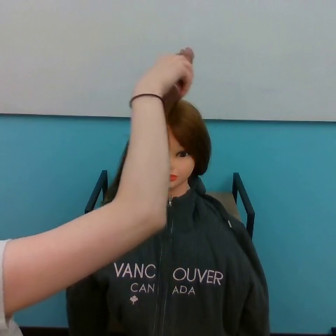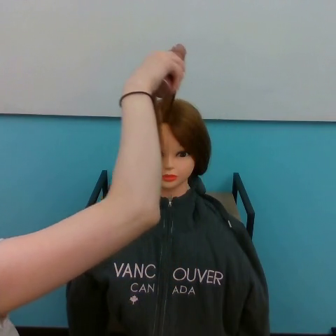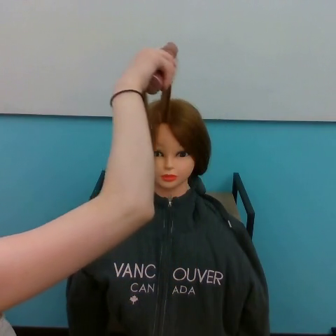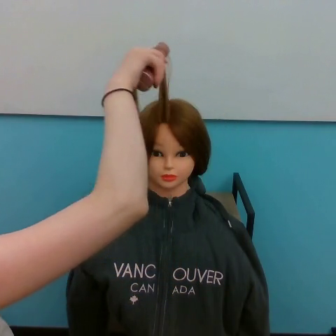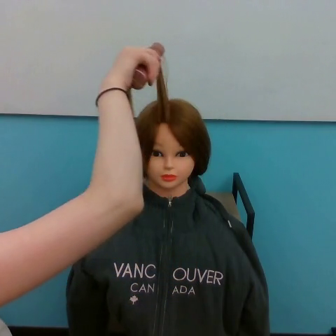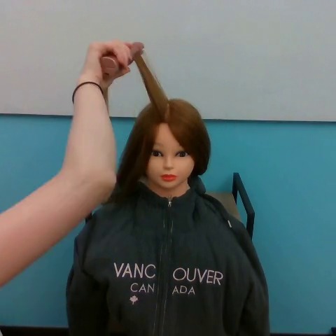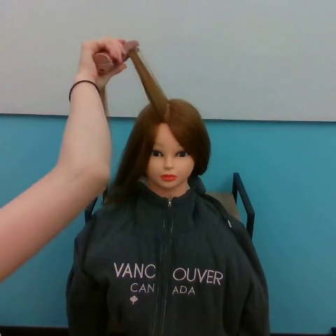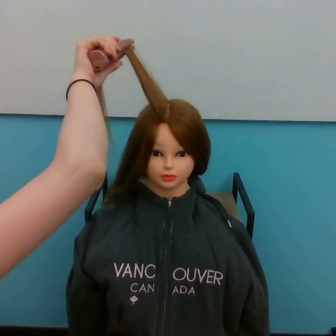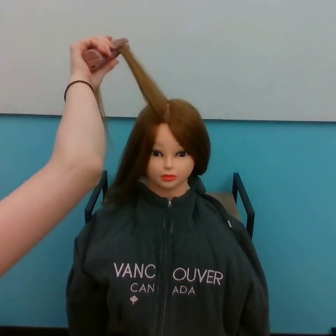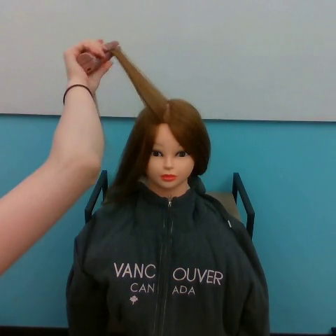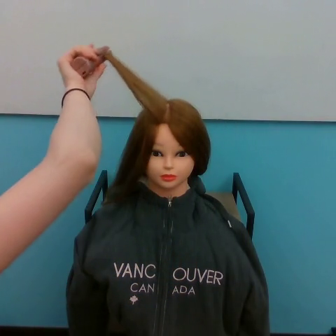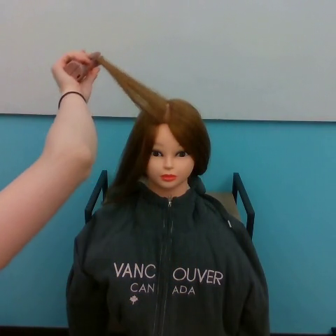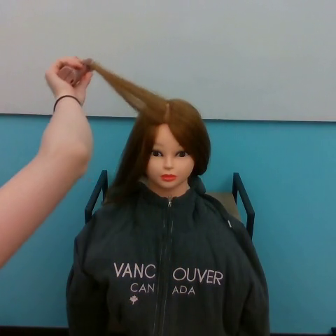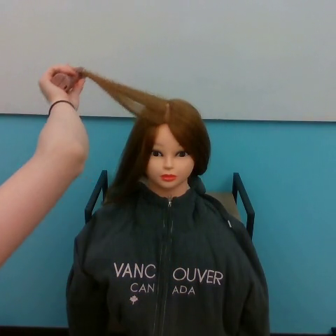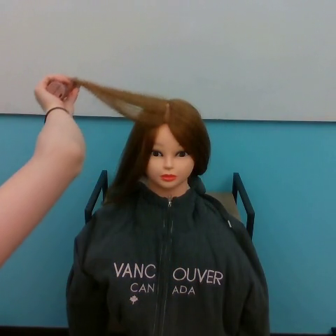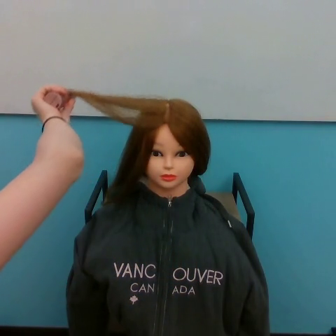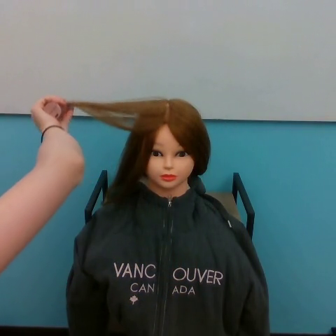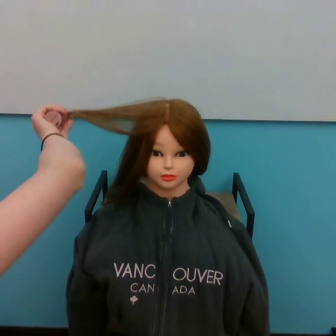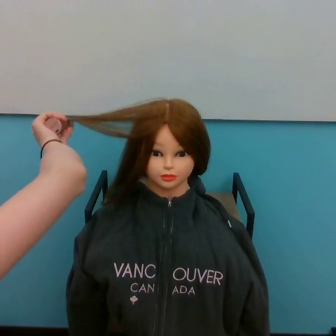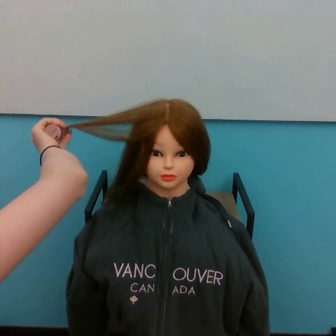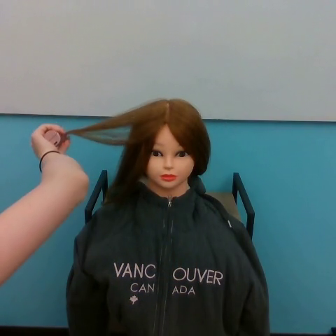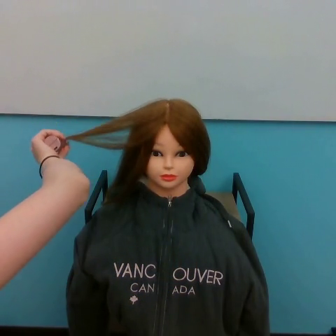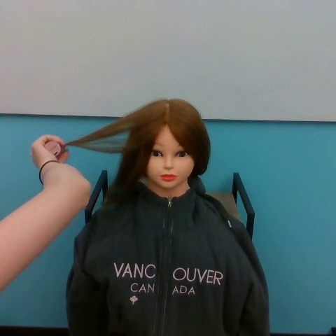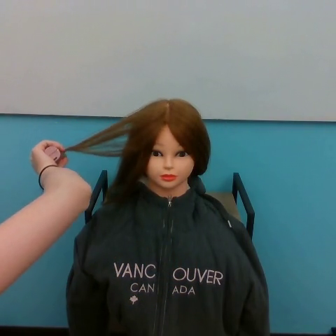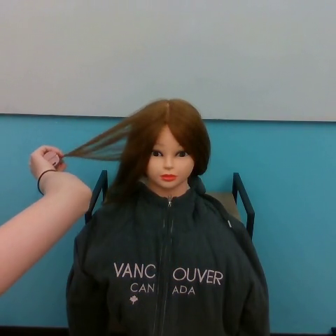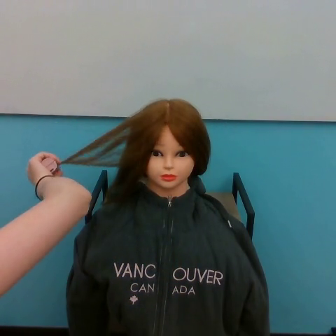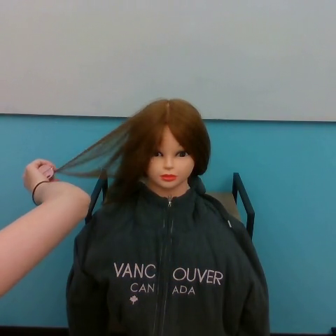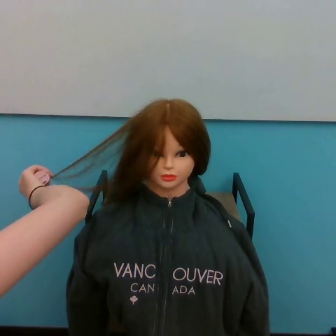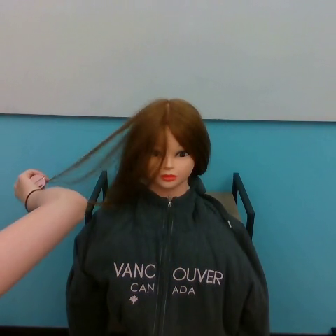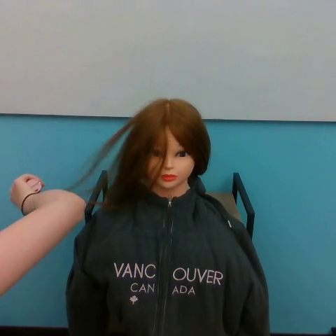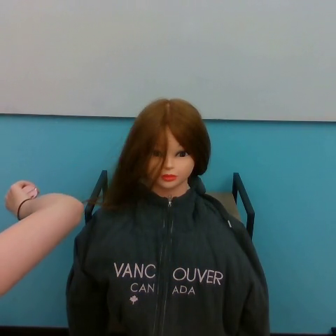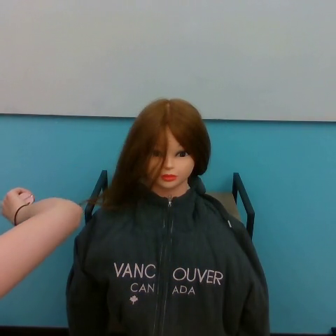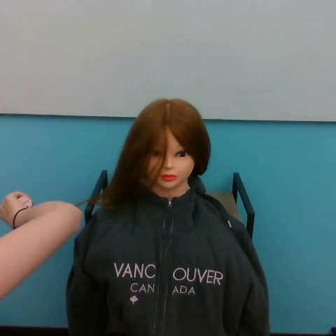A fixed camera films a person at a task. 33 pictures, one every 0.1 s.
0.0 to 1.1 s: The hand goes to the left.
1.1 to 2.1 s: The hand goes downward.
2.1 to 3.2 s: The hand goes downward and to the left.
Task: straighten hair.
